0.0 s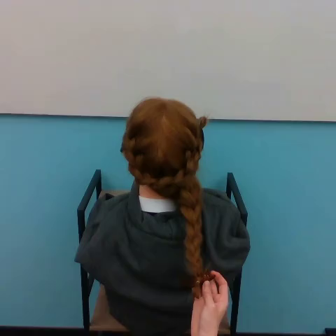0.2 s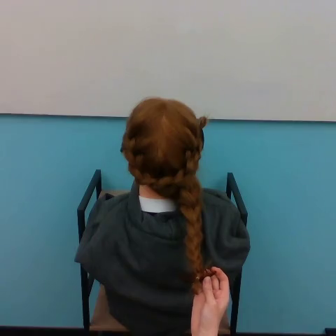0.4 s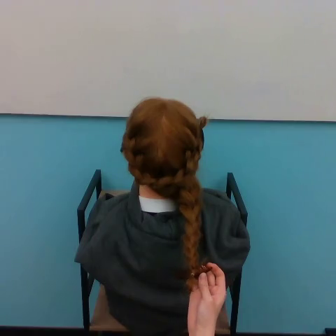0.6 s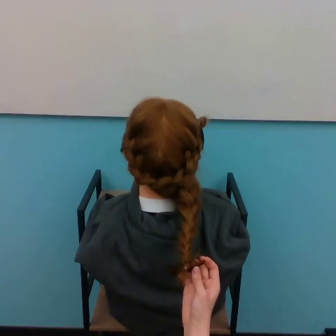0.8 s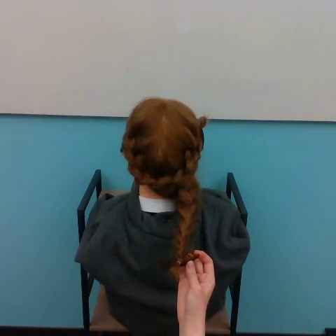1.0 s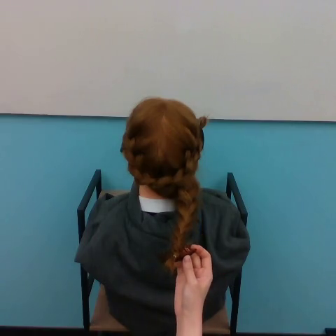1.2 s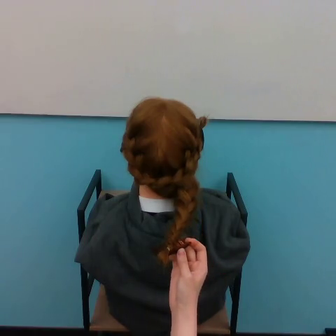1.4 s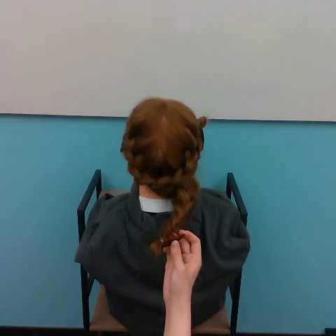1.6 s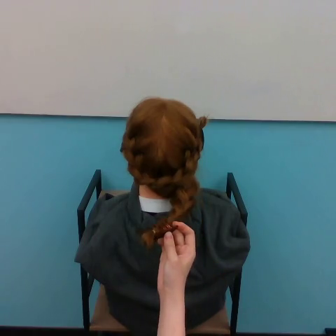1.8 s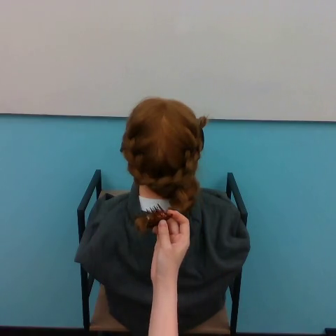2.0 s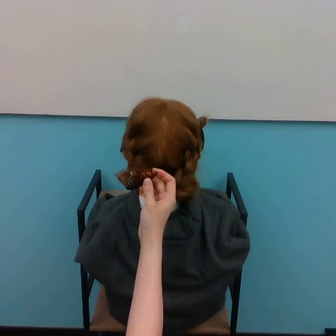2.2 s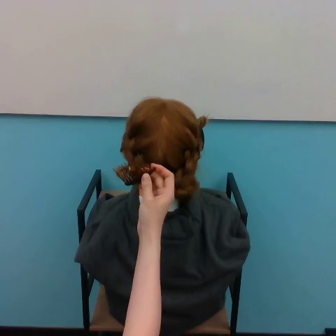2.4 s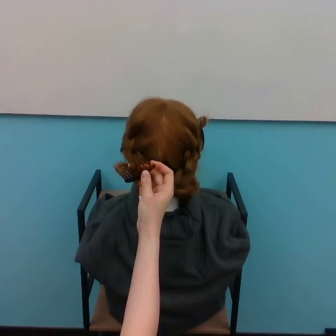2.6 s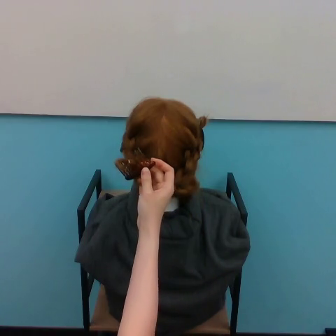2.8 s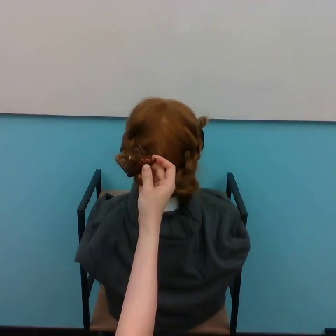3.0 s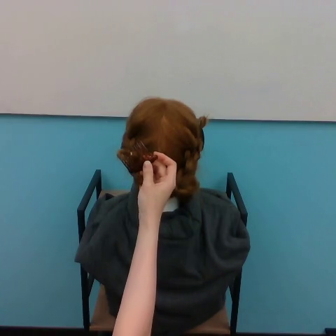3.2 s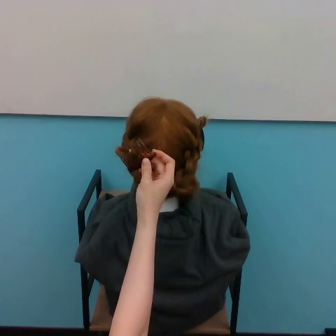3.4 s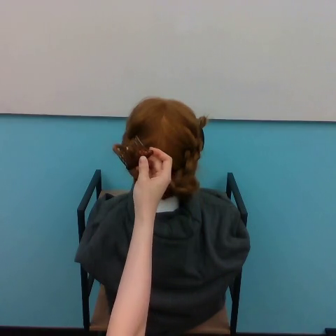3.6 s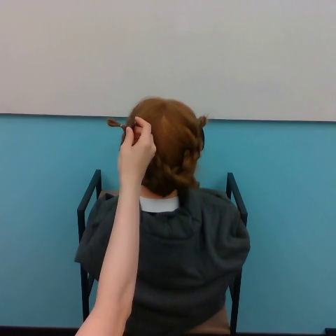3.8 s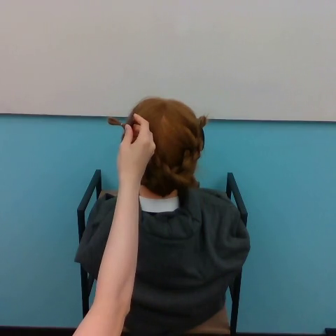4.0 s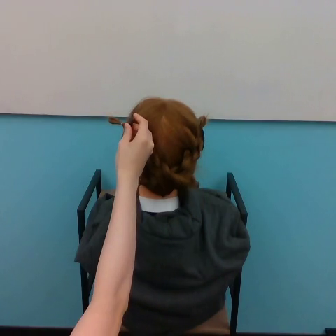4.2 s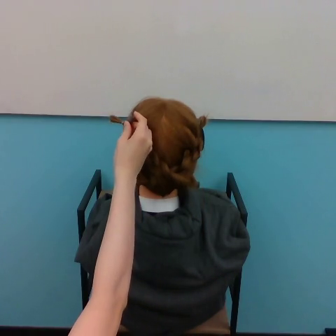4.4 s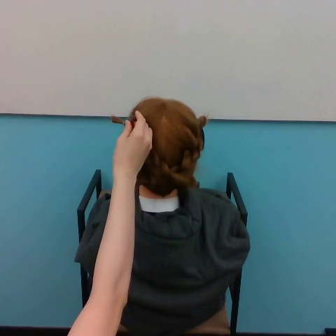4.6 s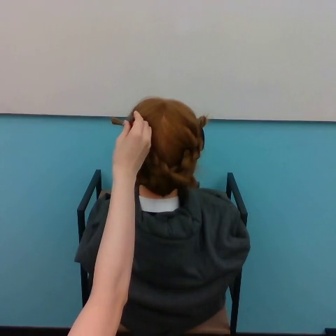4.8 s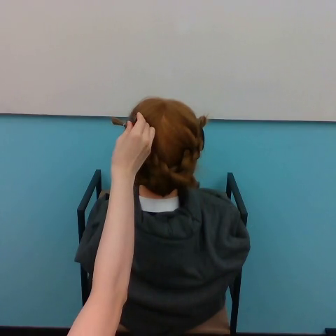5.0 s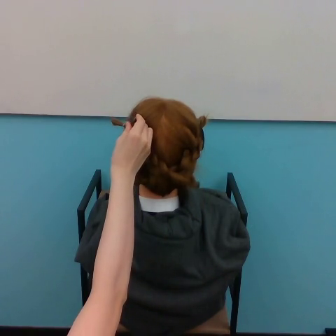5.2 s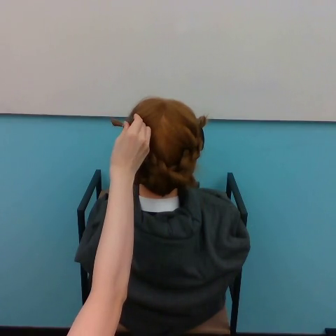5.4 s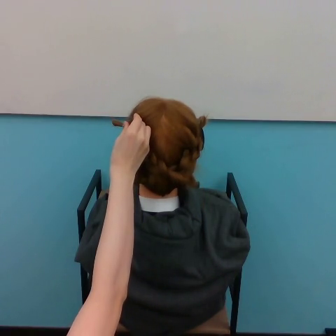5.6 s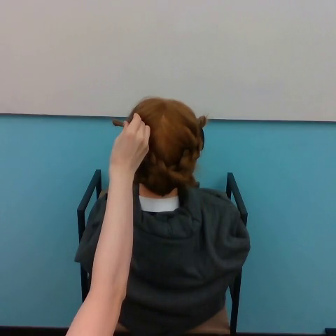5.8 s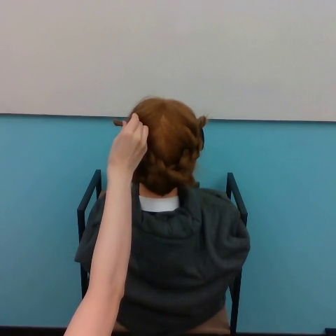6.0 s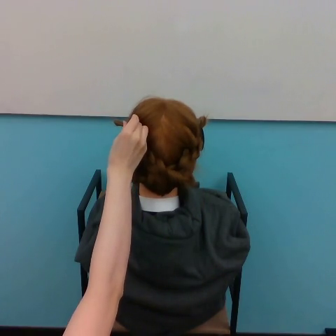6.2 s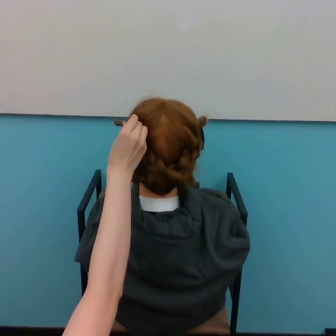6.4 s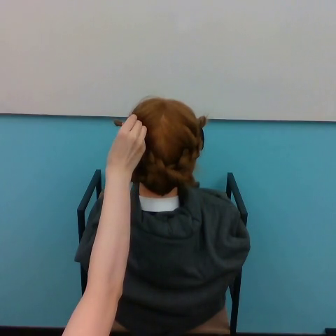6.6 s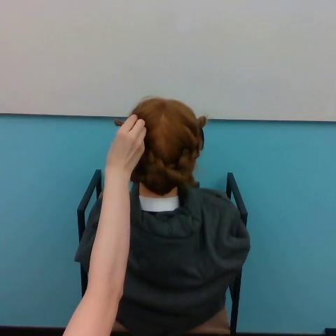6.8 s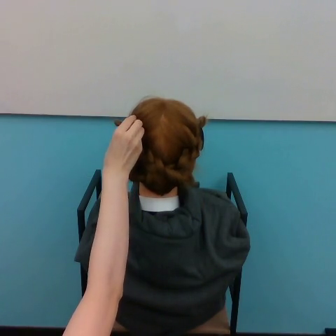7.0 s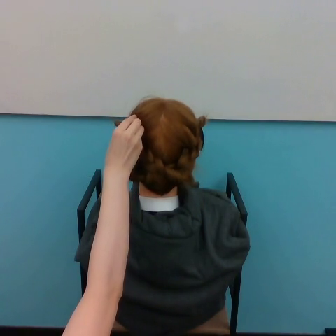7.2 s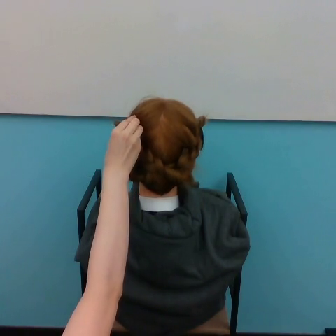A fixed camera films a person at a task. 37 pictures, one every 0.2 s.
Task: style hair.
Motion: move upward and to the left.
0.0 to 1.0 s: The hand goes upward and to the left.
1.0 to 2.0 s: The hand goes upward and to the left.
2.0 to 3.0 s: The hand goes upward.
3.0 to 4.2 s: The hand goes upward and to the left.
4.2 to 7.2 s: The hand moves only a little.
